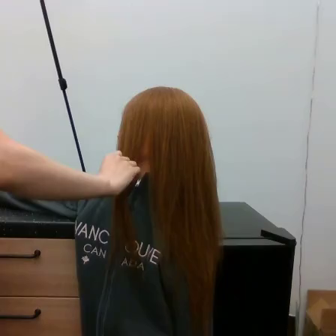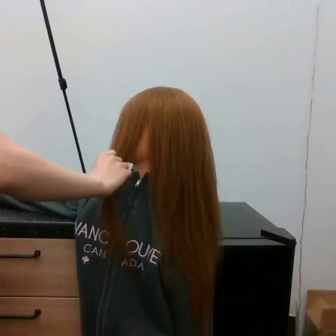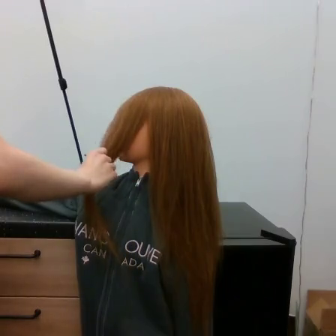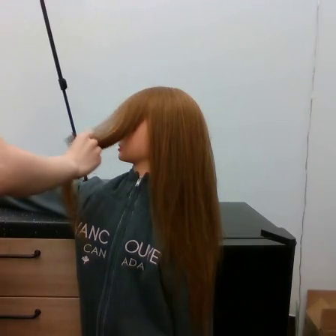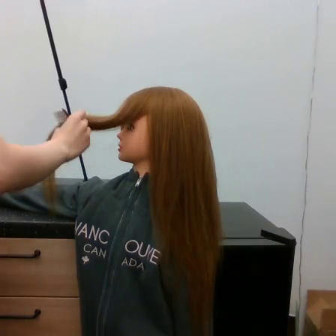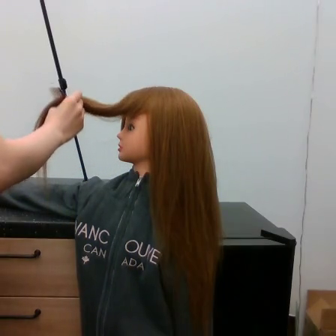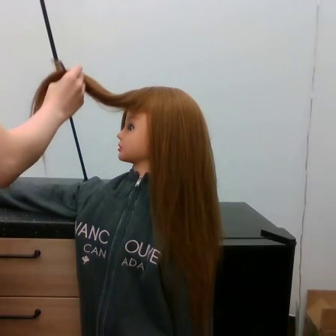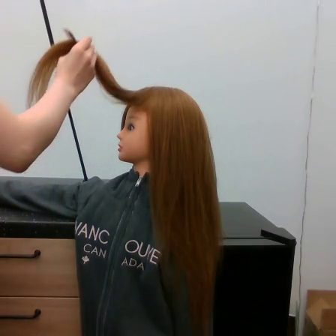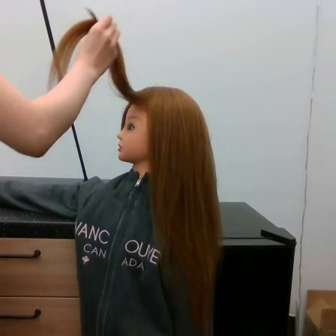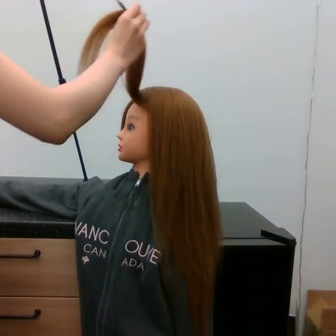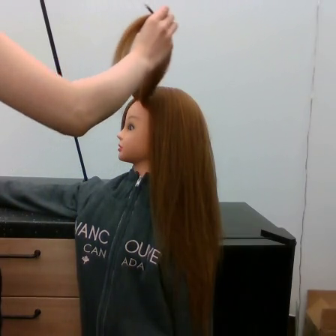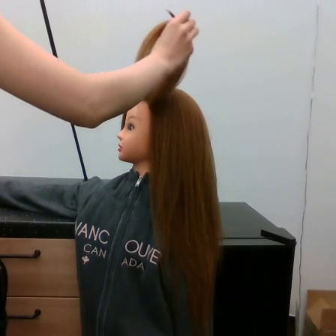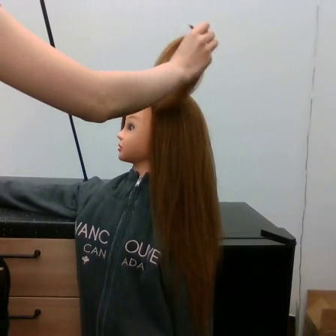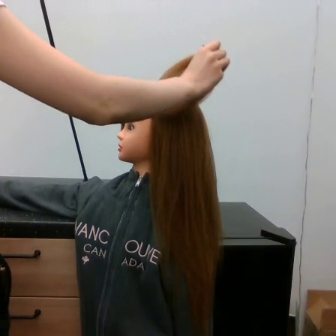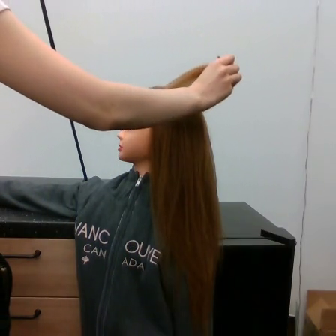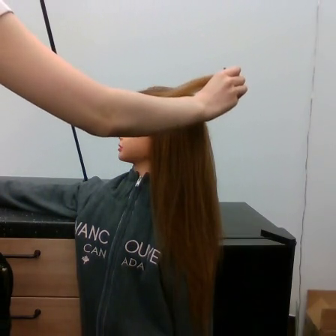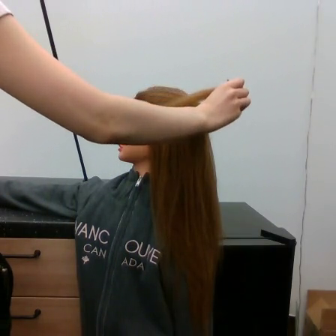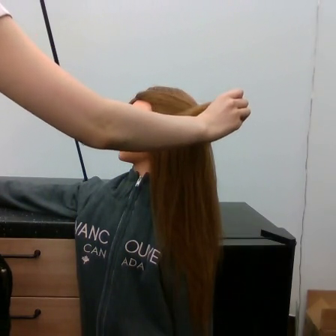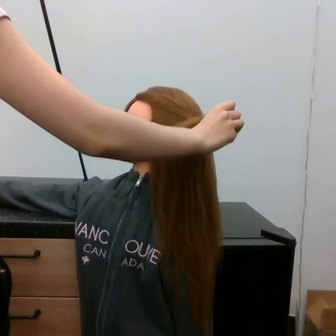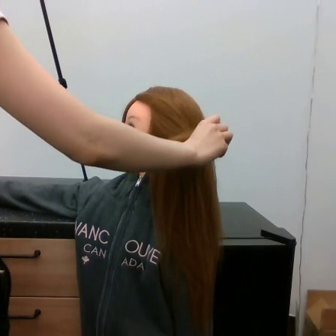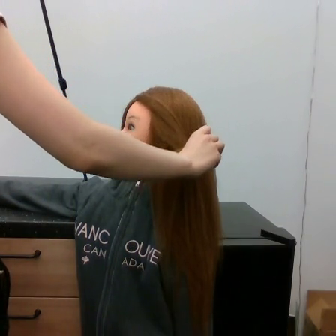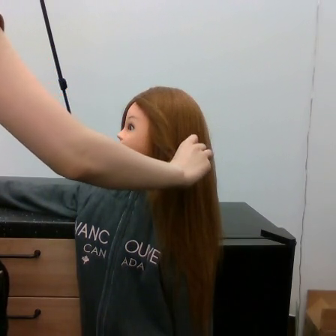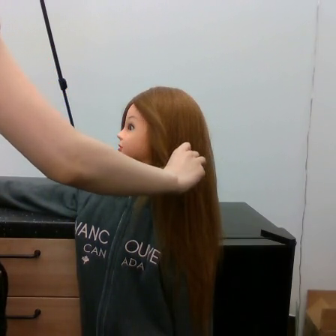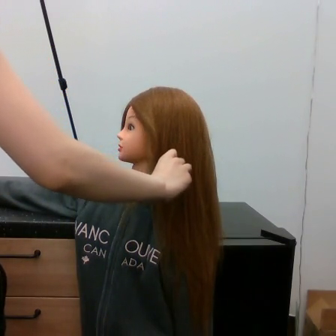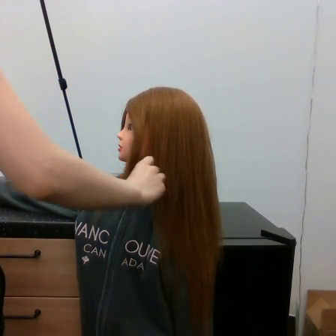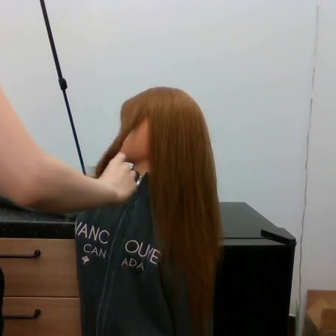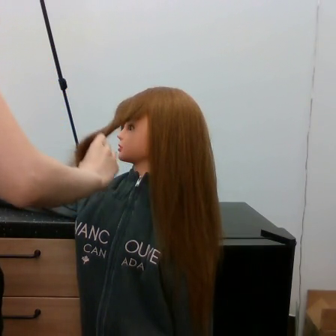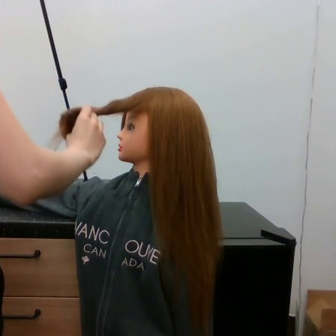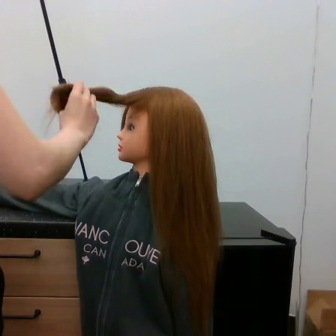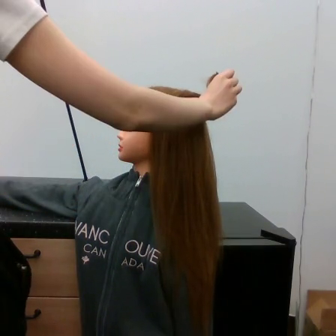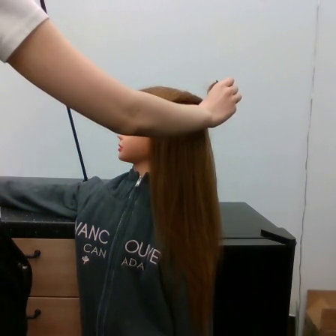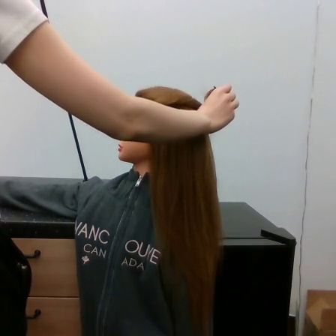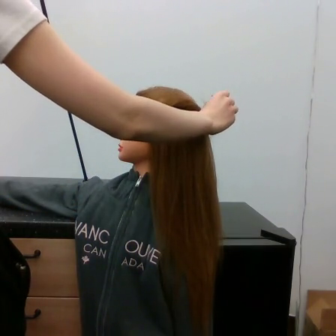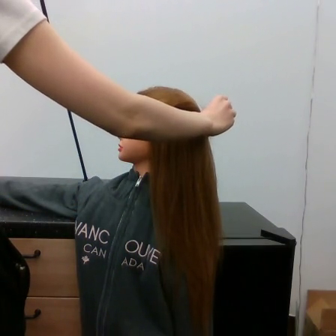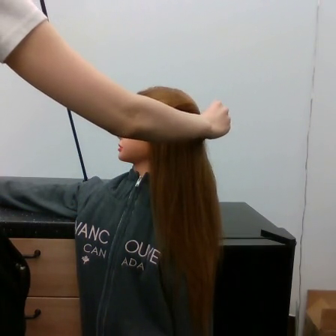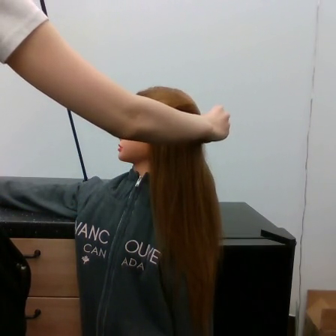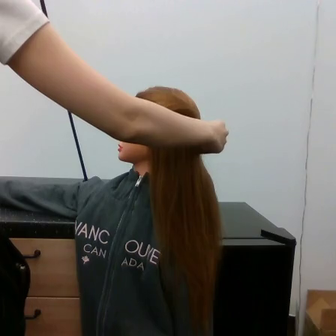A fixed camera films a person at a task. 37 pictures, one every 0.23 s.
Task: tidy side hair.
Motion: make a circular motion clockwise, move to the right, then move downward.
0.00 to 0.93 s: The hand goes to the left and upward.
0.93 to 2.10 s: The hand goes upward and to the right, on a clockwise arc.
2.10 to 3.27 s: The hand goes to the right and downward.
3.27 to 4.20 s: The hand goes downward.
4.20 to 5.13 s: The hand goes downward and to the left.
5.13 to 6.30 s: The hand goes to the left.
6.30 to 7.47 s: The hand goes to the right, then downward.
7.47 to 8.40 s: The hand goes downward.
